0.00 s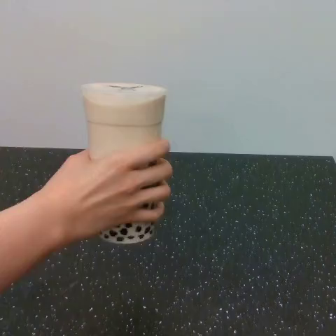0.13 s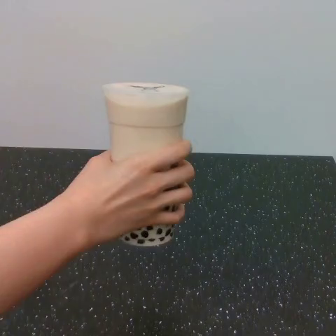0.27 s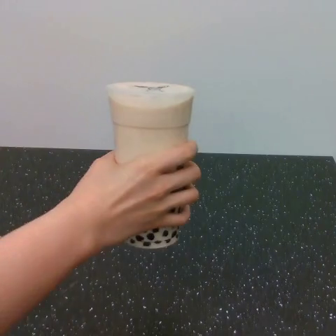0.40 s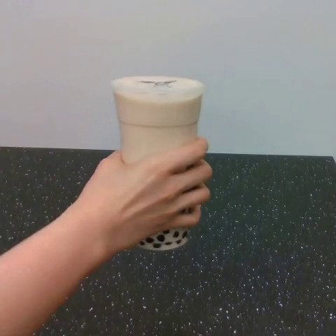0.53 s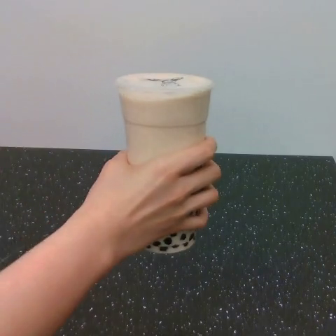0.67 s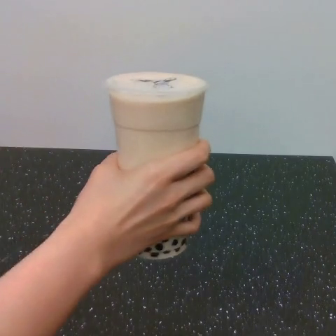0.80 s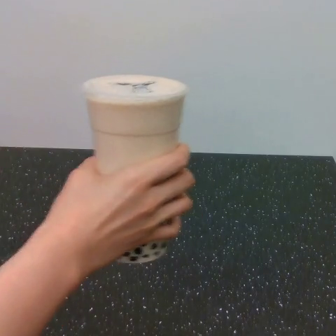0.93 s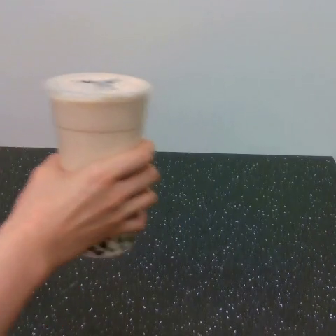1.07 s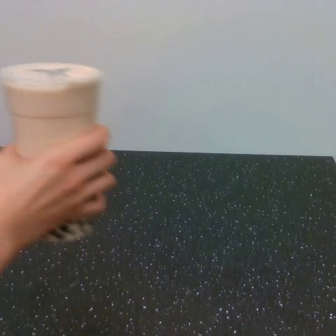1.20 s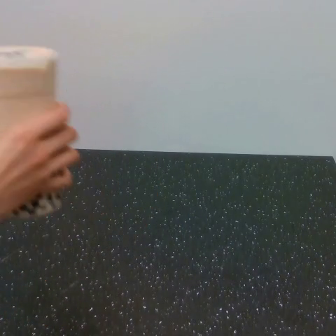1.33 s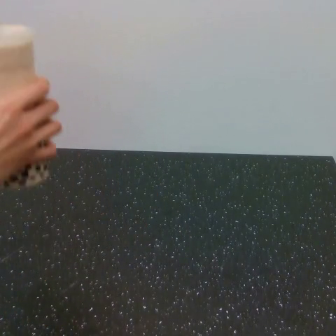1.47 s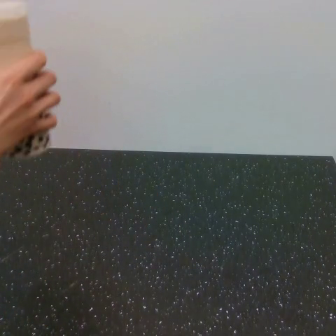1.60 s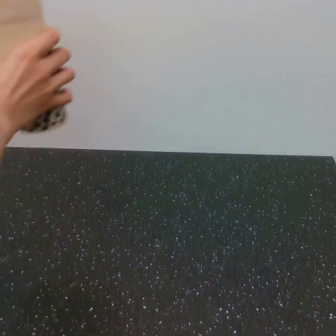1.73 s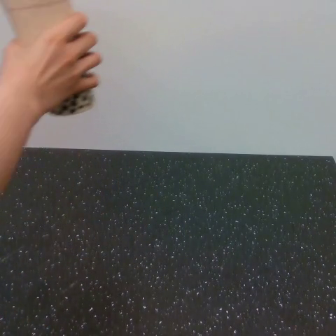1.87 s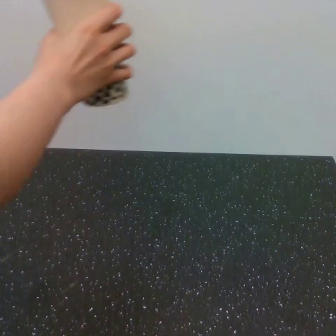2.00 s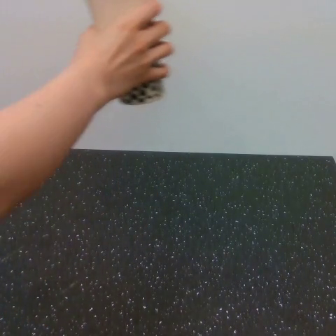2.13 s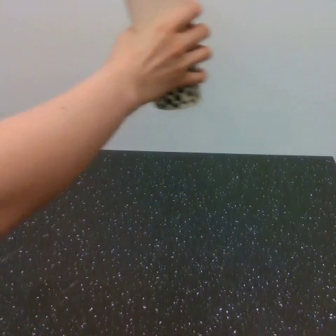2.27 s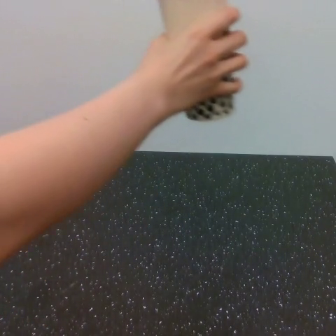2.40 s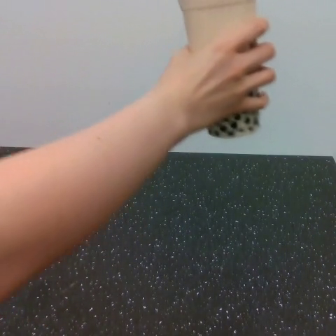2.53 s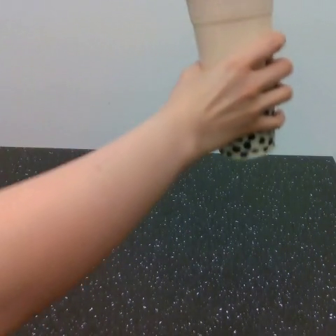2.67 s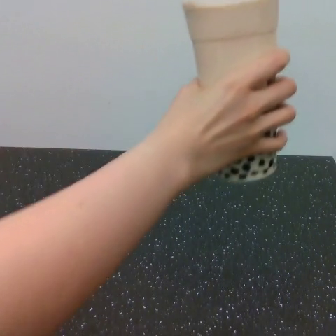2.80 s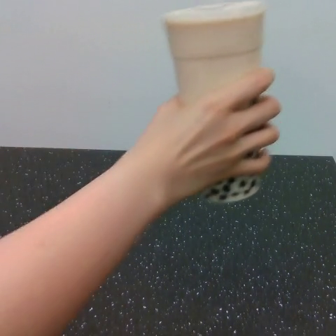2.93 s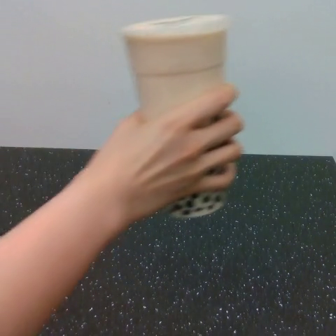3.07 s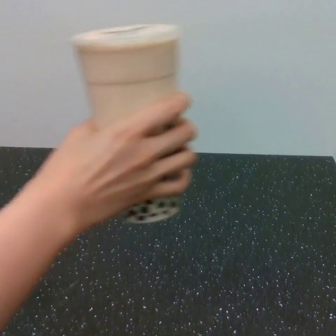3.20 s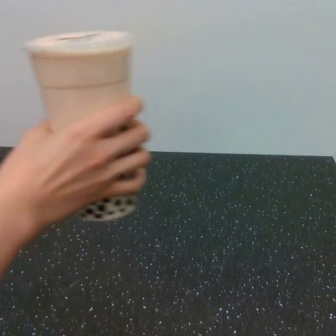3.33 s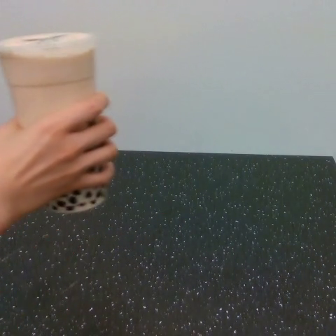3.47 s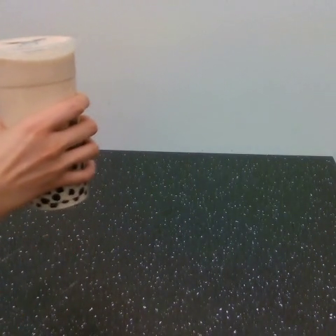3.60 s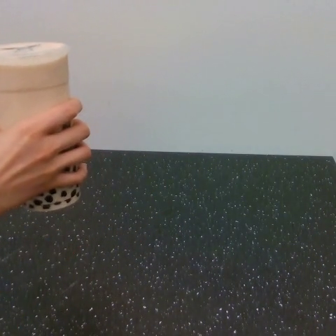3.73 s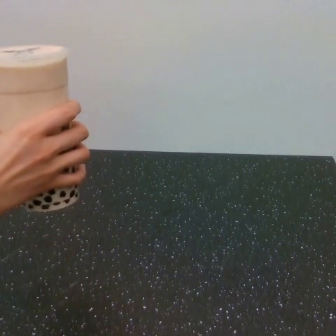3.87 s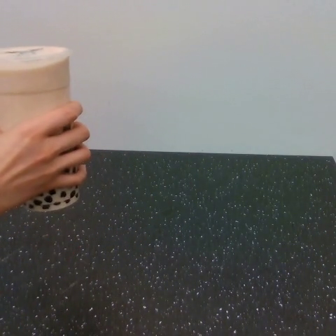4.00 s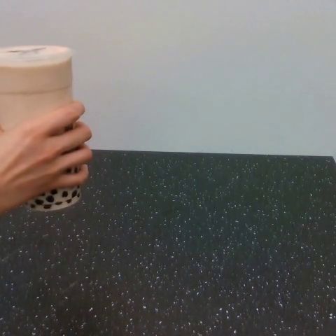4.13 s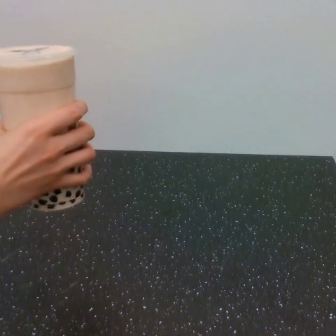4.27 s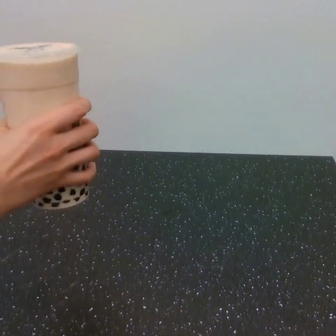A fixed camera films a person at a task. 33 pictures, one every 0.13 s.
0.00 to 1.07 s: The hand goes to the left.
1.07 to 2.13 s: The hand goes upward and to the right.
2.13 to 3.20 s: The hand goes downward and to the left, on a clockwise arc.
3.20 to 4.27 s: The hand goes to the left.
In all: It circles clockwise, turning through about 540 degrees.
Task: shake the boba.
Motion: make a circular motion clockwise.
